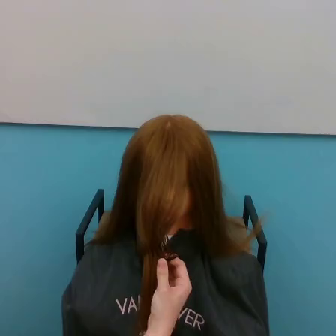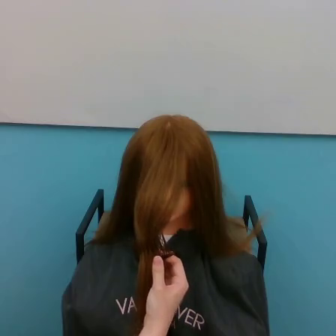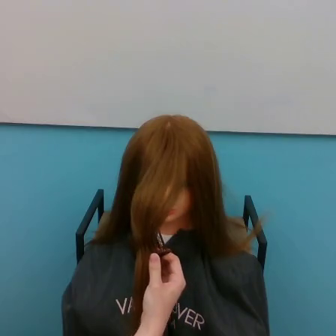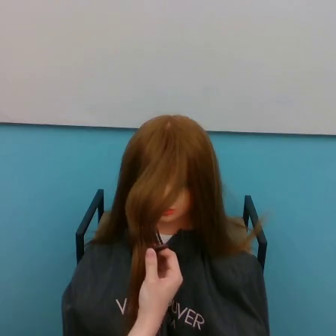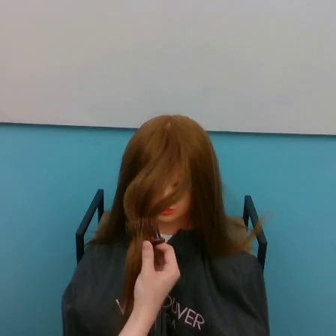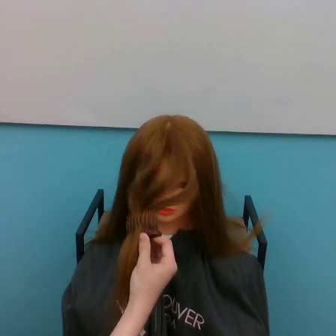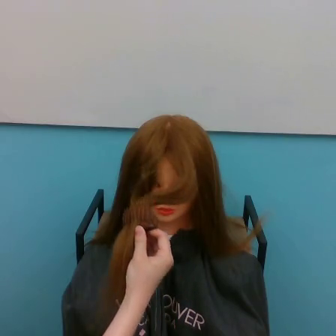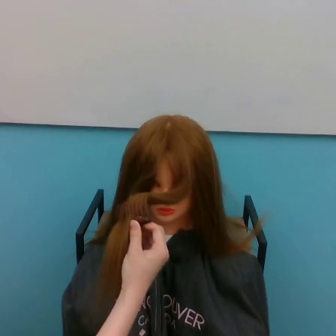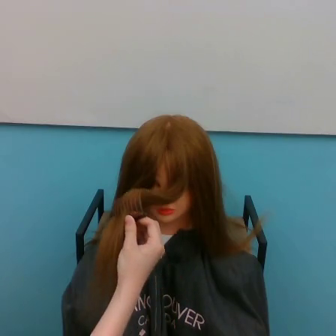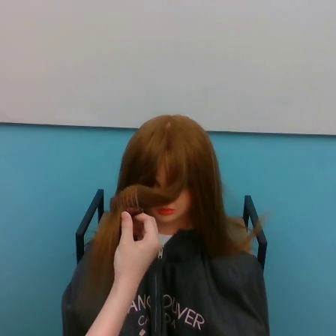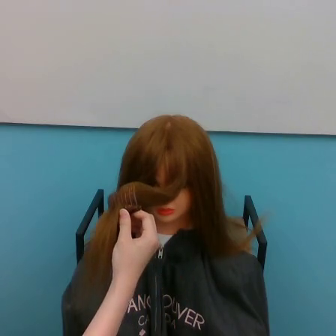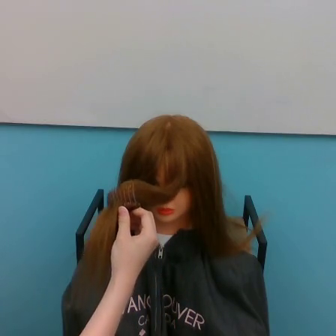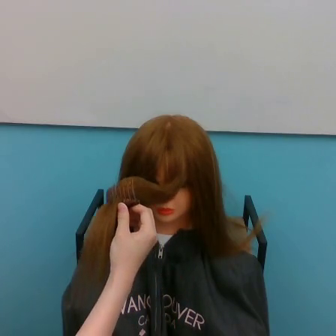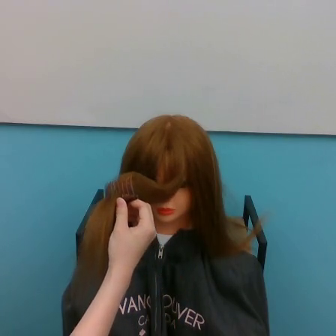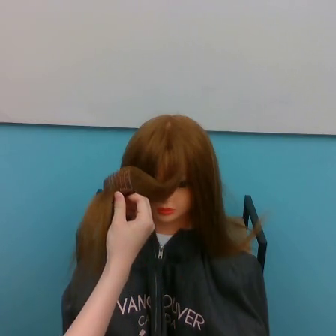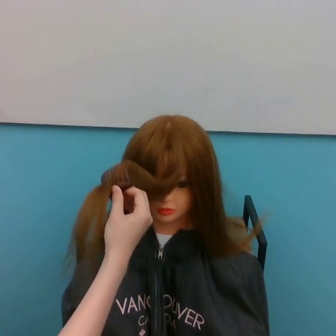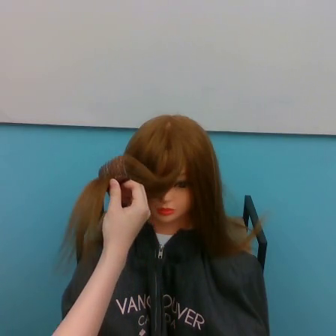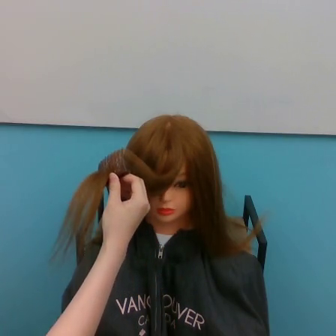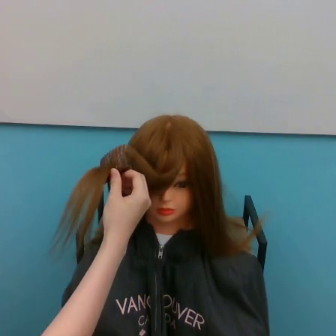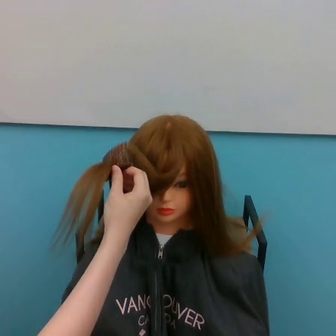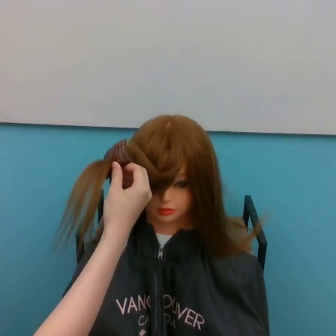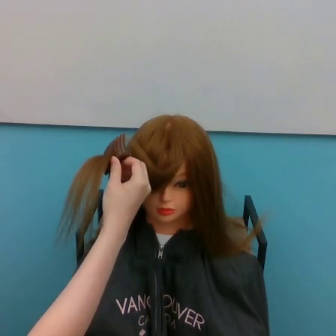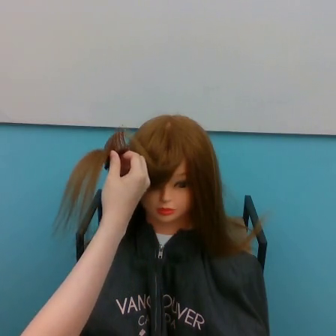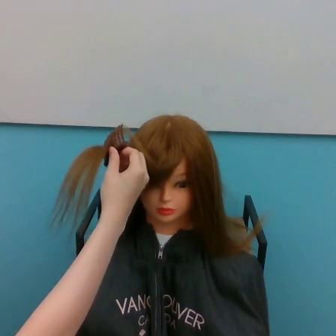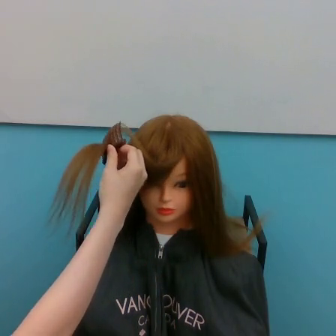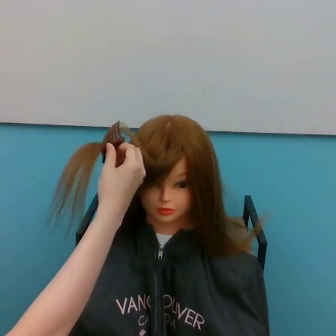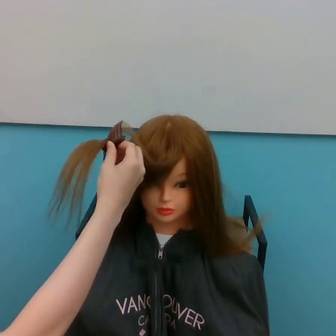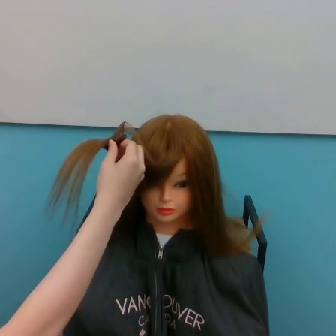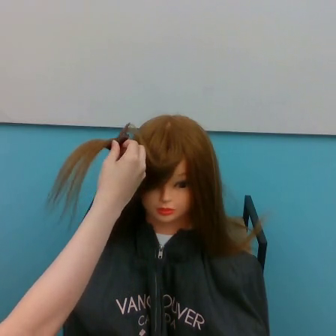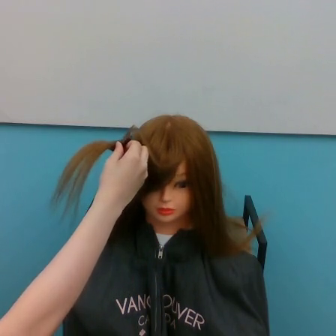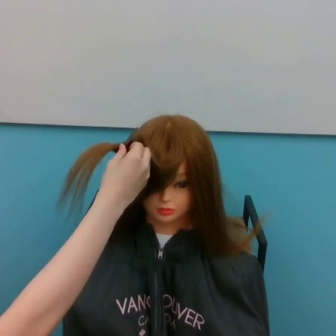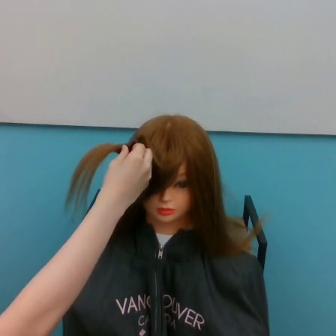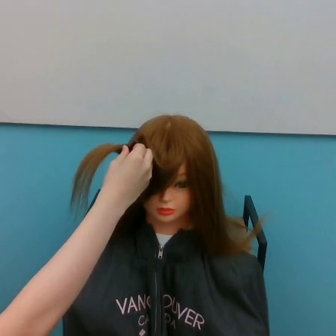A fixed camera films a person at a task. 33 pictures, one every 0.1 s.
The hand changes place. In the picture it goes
upward.
0.0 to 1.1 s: The hand goes upward and to the left.
1.1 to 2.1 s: The hand goes upward.
2.1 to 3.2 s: The hand goes upward, on a clockwise arc.
Task: tidy front hair.
